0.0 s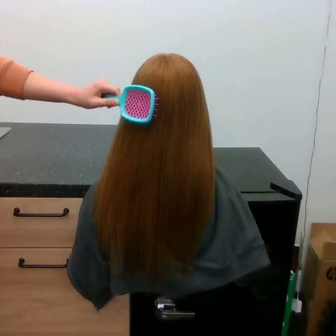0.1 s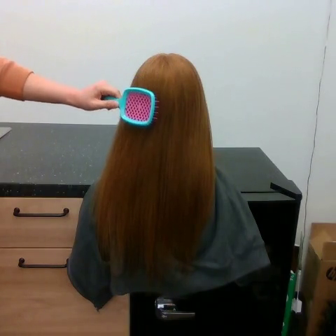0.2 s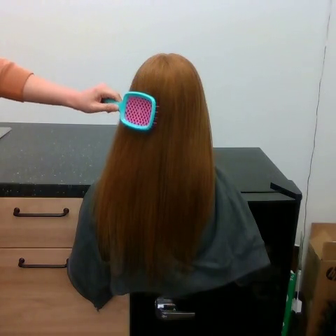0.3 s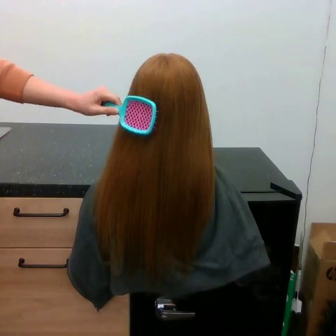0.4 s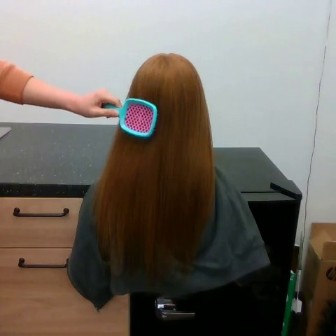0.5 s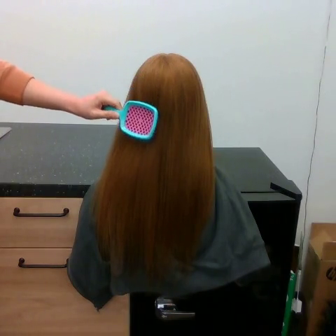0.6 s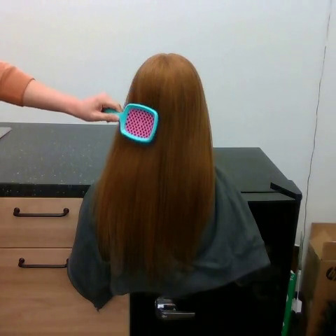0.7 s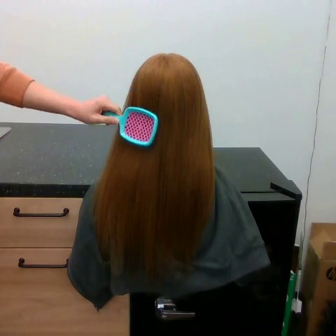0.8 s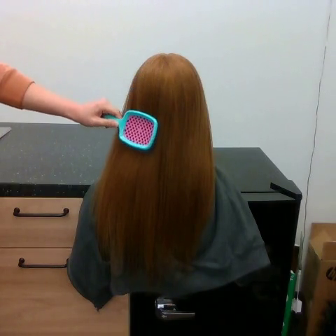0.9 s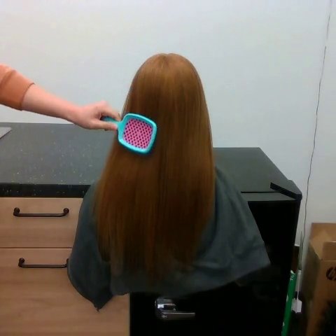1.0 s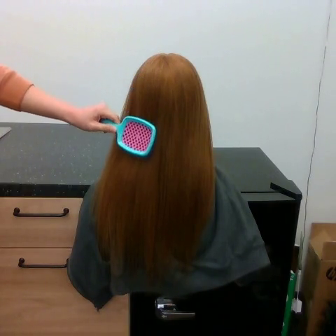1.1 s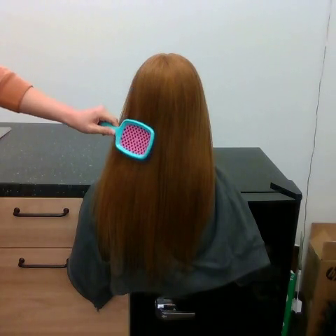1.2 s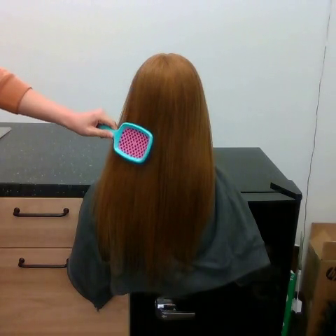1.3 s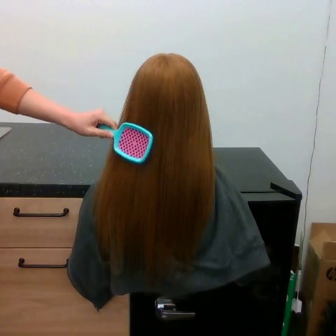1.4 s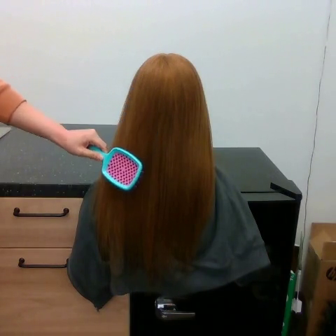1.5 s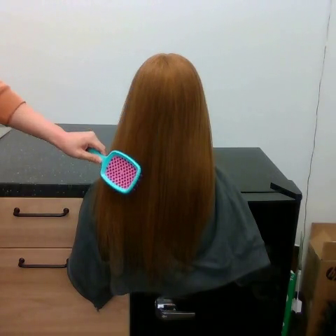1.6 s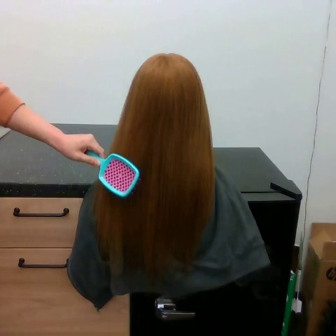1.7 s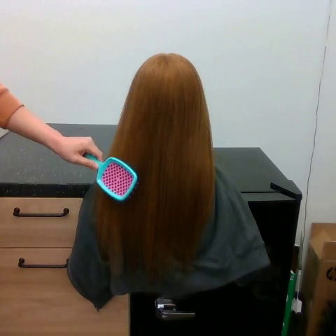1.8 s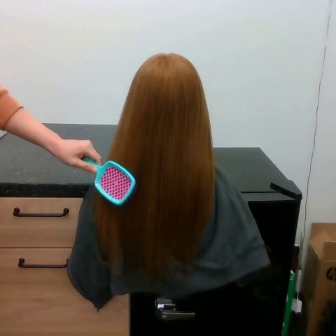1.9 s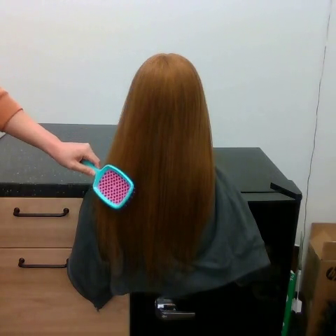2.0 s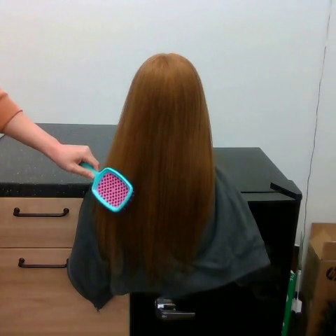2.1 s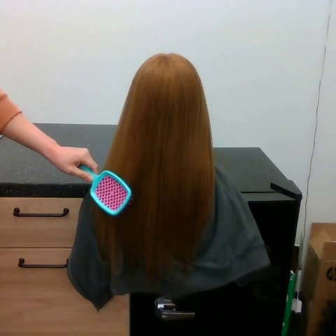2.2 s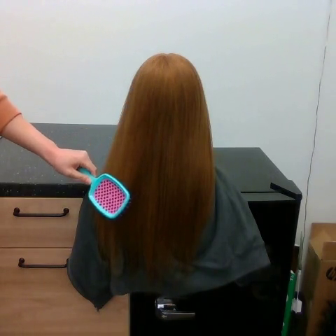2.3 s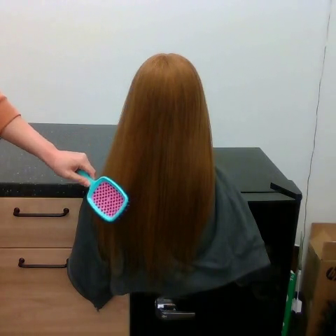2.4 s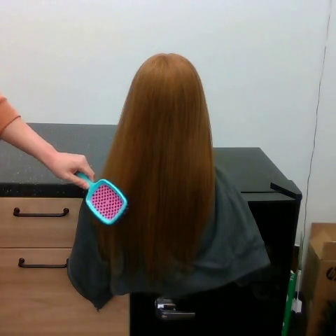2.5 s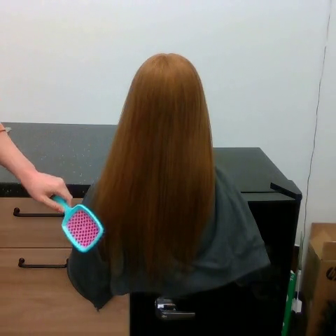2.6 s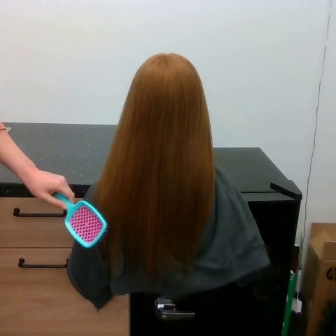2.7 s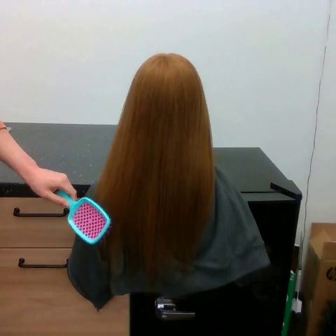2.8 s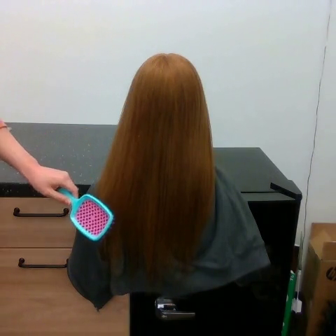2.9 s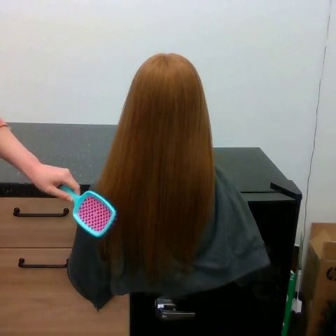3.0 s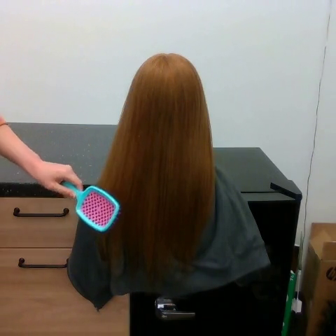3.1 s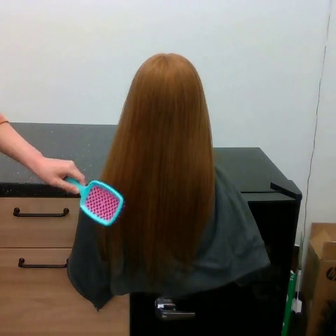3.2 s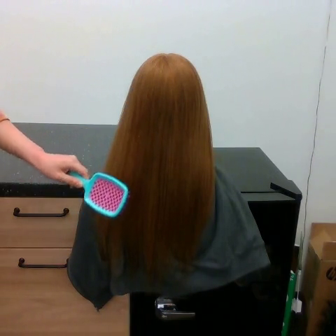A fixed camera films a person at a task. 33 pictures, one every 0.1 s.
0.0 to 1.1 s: The hand goes downward.
1.1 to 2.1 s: The hand goes downward and to the left.
2.1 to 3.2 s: The hand goes downward and to the left, then upward.
Task: brush hair.
